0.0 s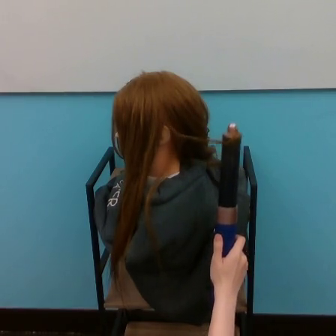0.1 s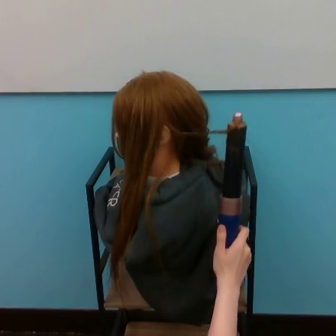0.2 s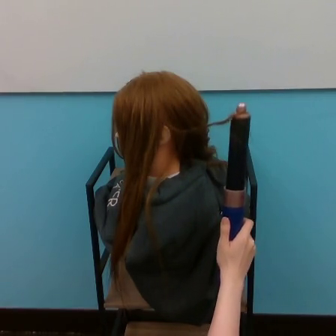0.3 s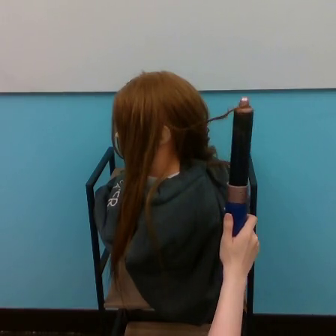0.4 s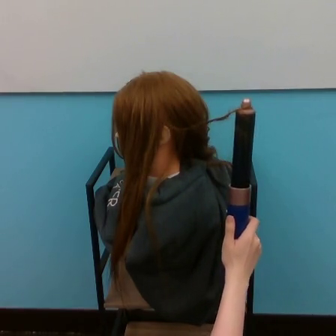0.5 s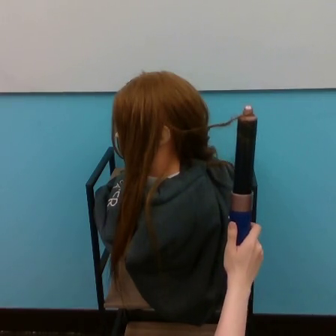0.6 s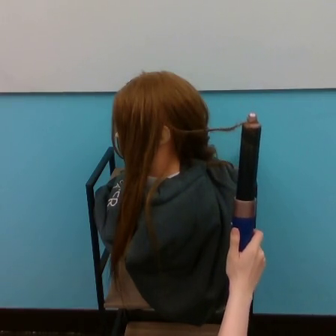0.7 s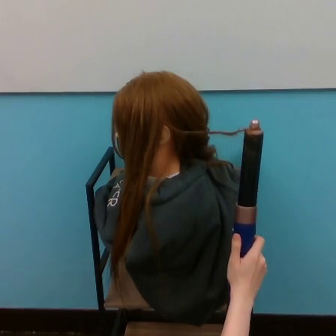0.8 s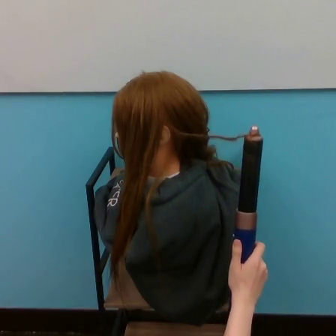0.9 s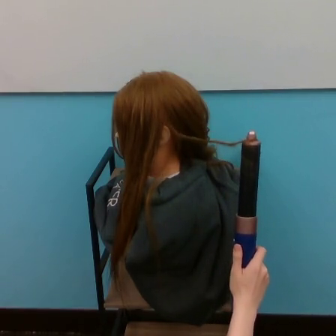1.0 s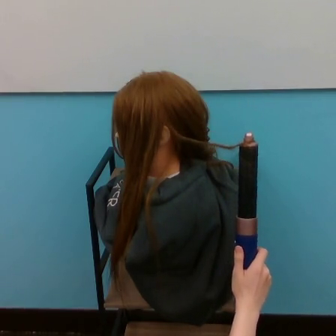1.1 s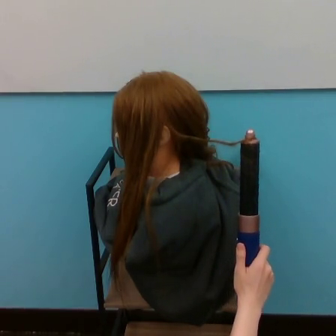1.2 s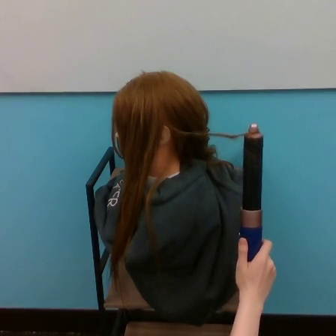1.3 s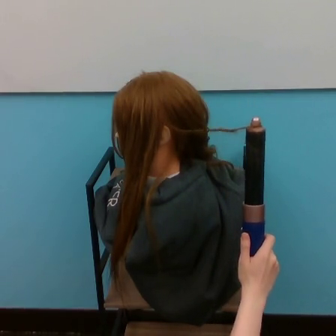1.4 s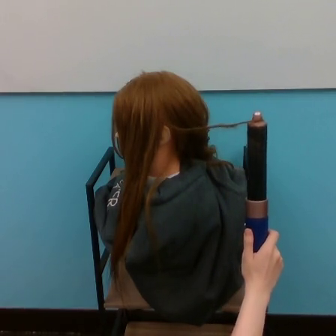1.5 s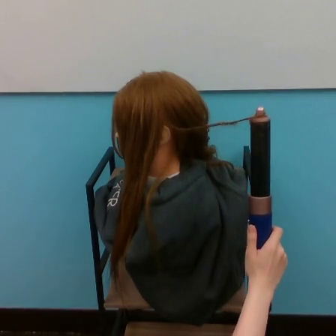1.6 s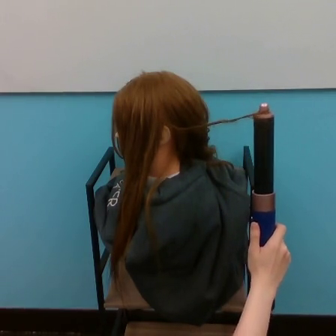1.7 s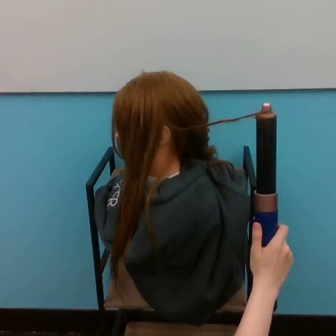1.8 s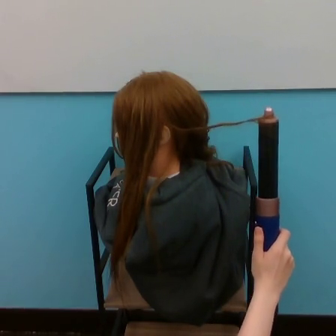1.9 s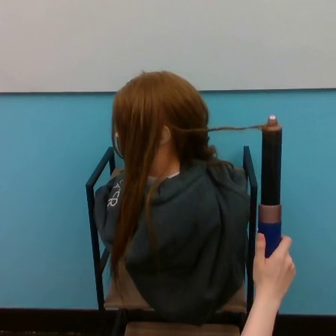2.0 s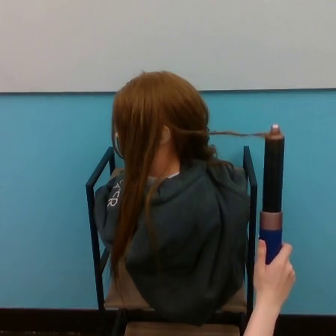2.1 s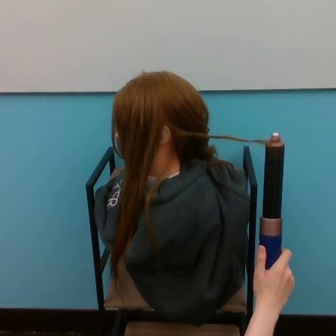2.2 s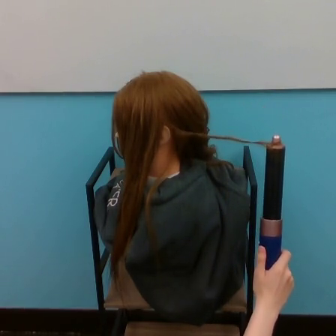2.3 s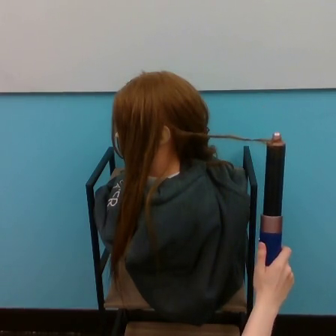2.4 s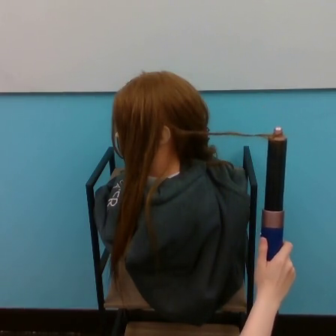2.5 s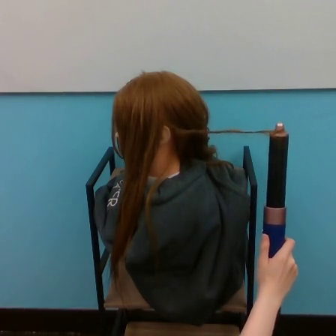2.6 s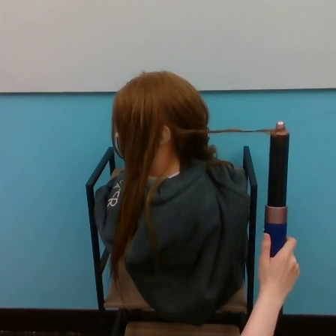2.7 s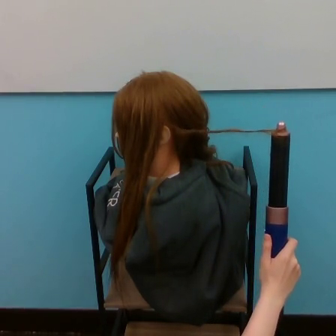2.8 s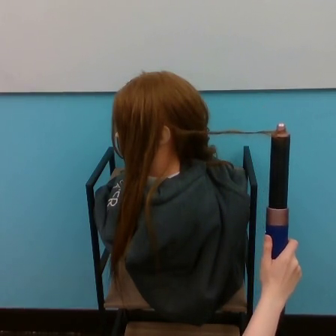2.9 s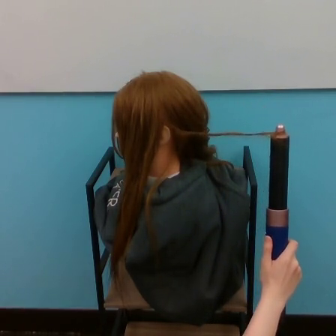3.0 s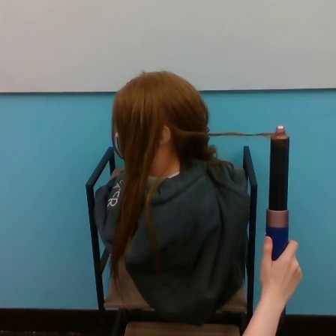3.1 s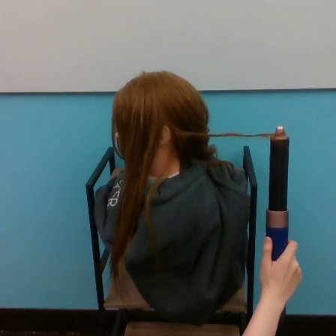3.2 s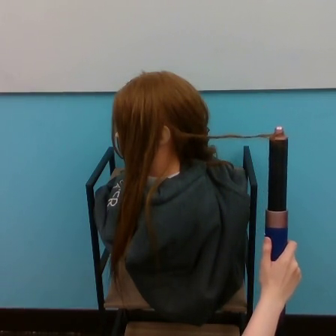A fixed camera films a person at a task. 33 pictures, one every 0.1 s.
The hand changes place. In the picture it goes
to the right.
0.0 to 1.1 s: The hand goes to the right.
1.1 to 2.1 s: The hand goes upward and to the right, then downward, on a clockwise arc.
2.1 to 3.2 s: The hand moves only a little.
Task: curl hair.
